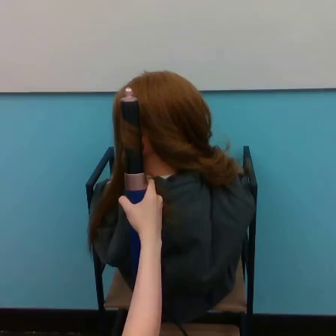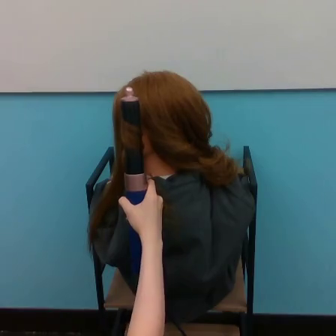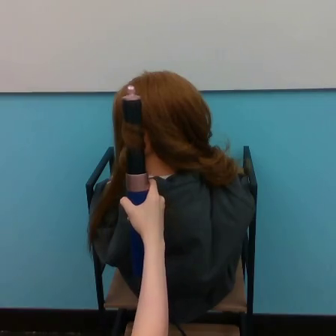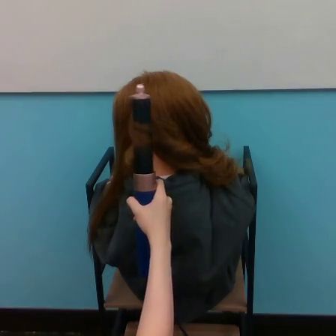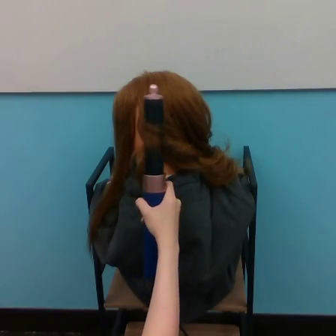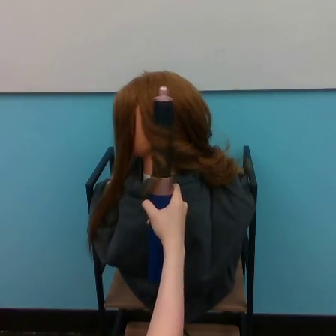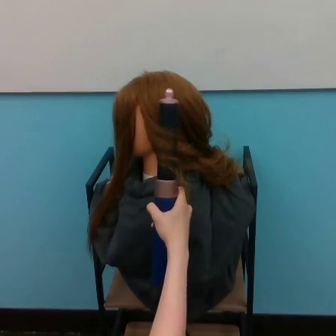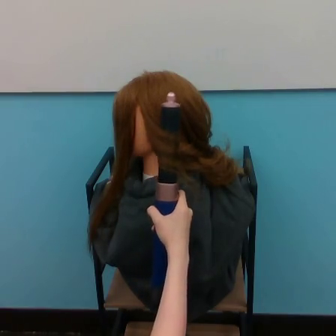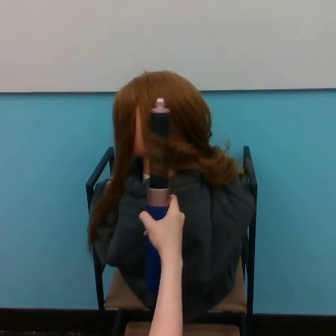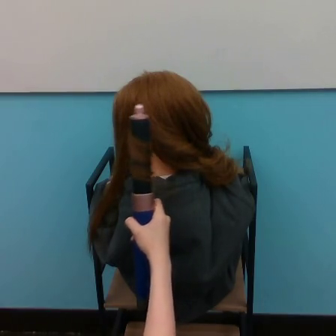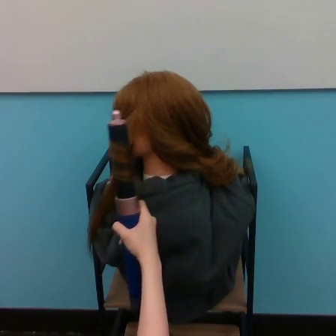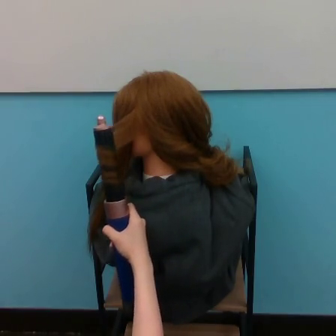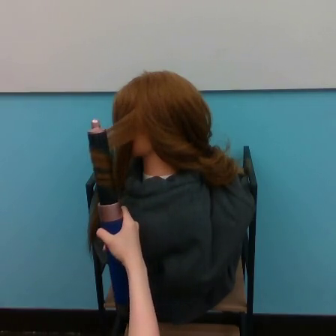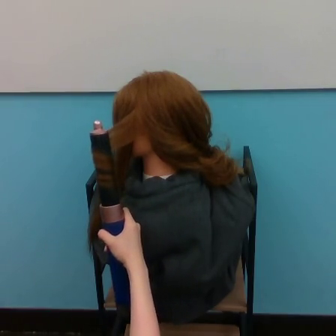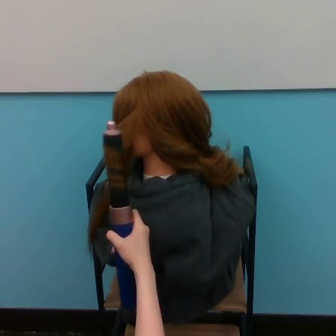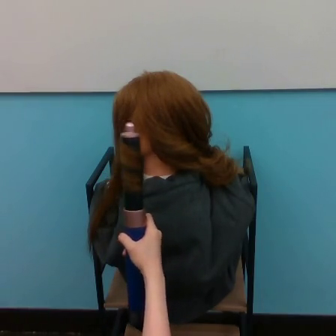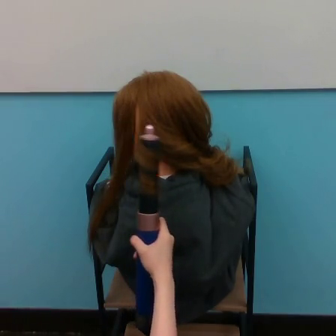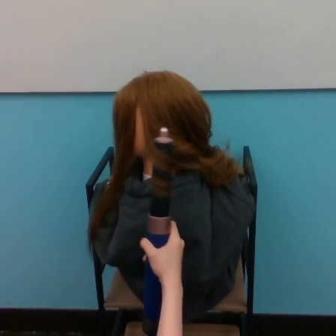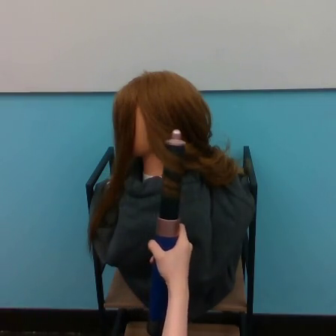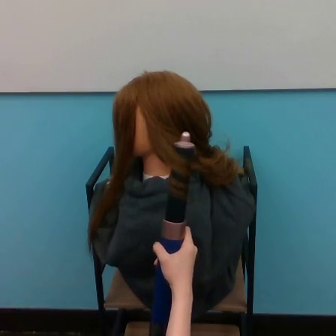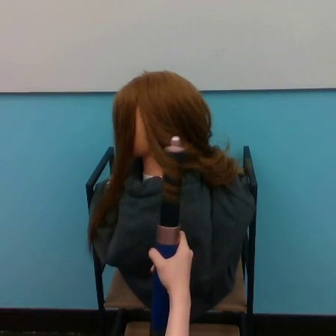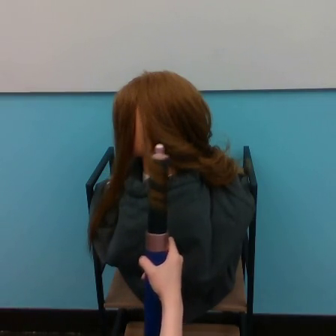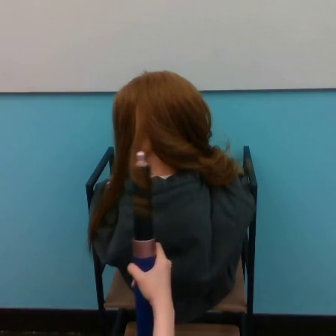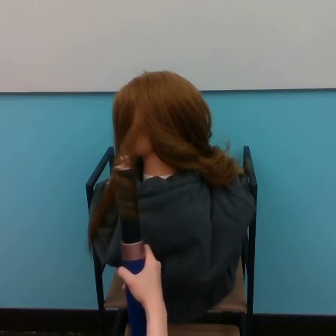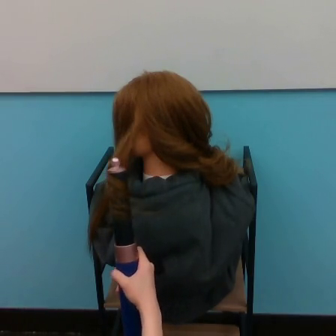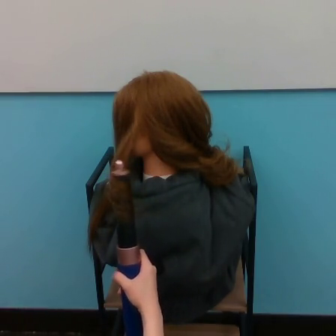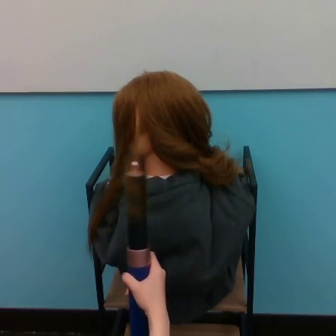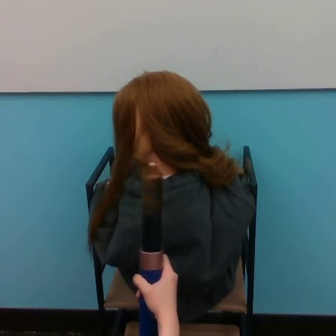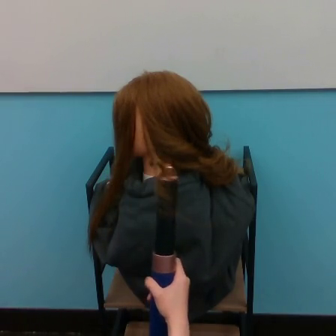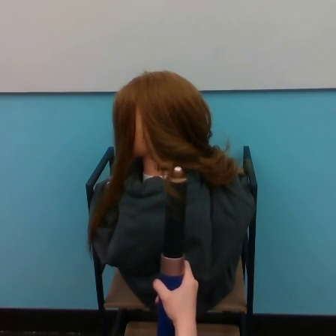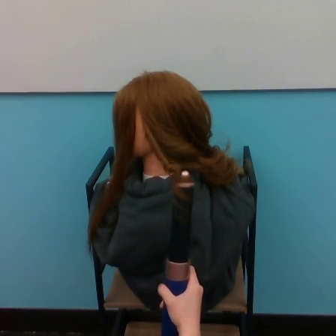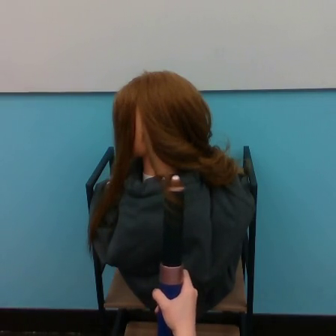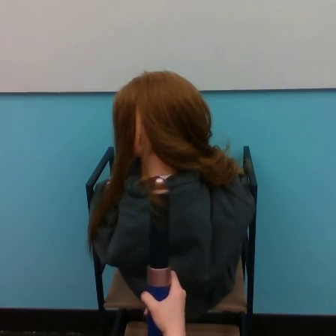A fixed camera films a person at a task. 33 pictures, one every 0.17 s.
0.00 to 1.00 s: The hand goes to the right.
1.00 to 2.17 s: The hand goes to the left.
2.17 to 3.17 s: The hand goes to the right.
3.17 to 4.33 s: The hand goes to the left and downward.
4.33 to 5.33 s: The hand goes to the right and downward, then to the left.
Task: curl hair.
Motion: move downward, making horizontal oscillations to the left and to the right.
